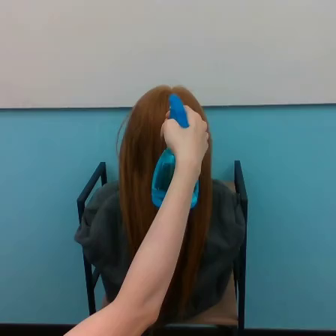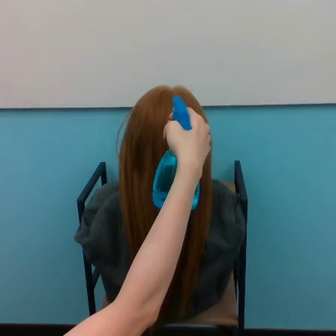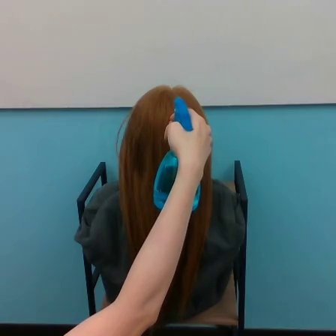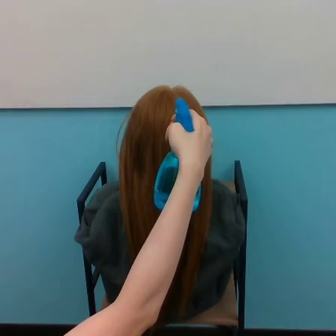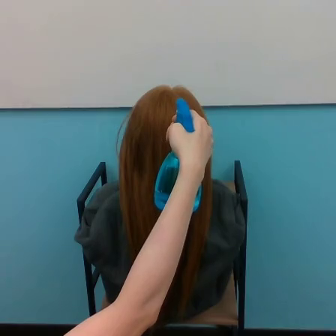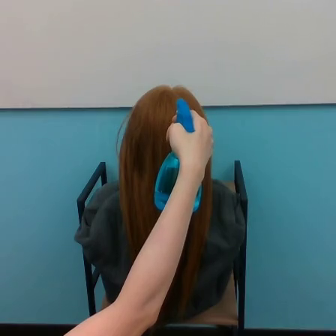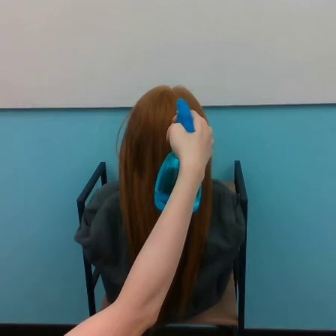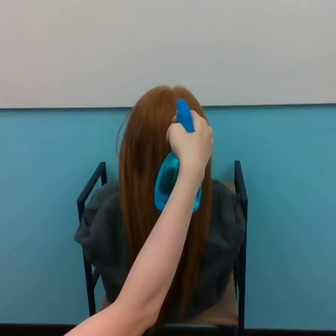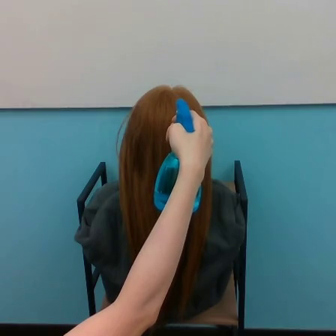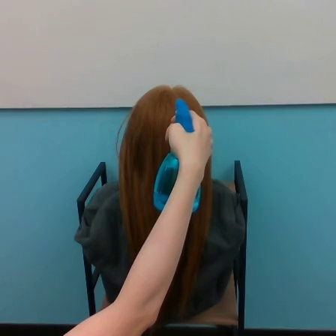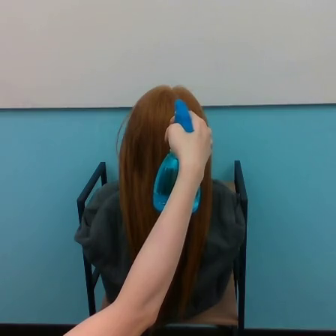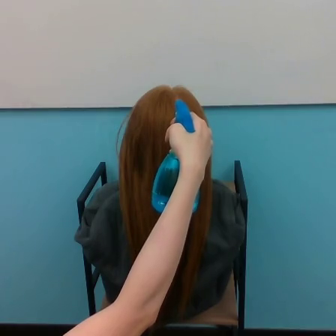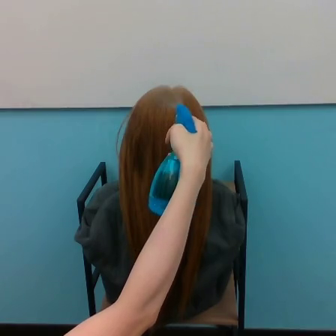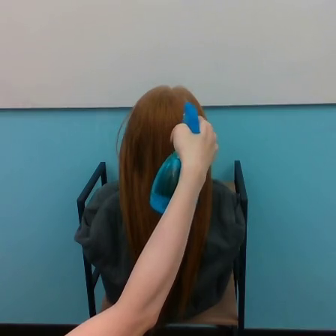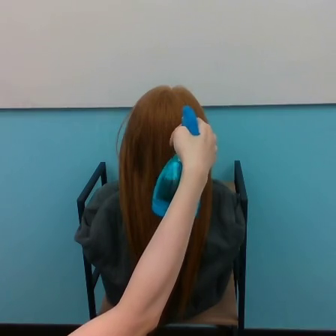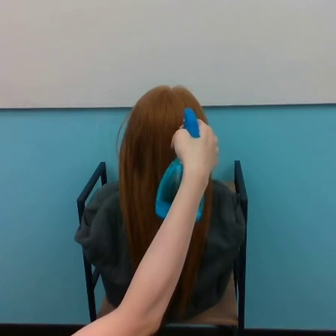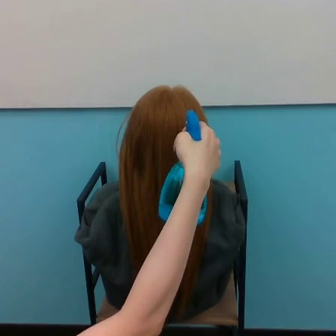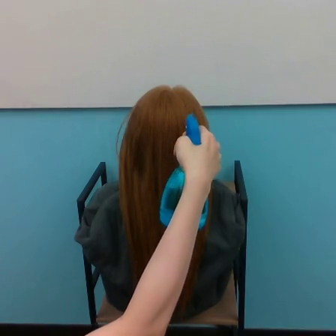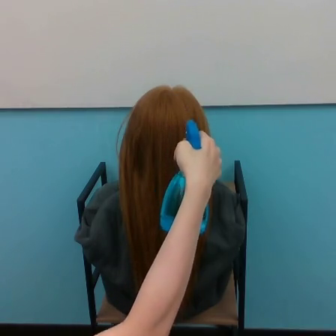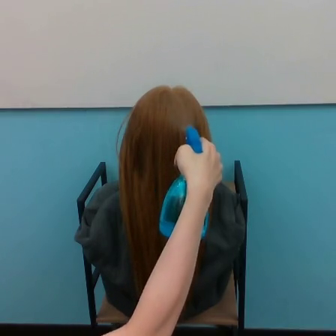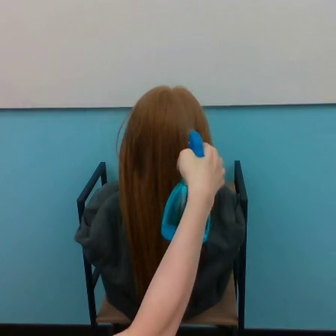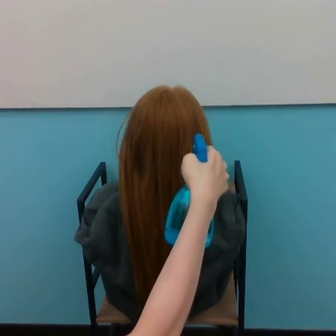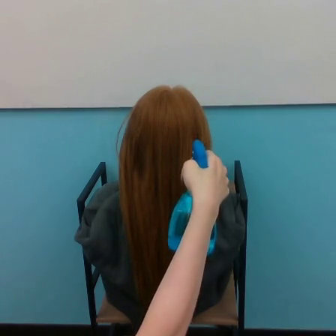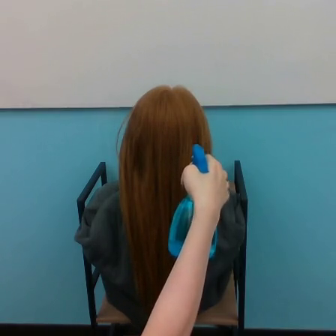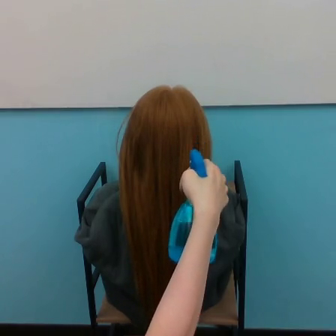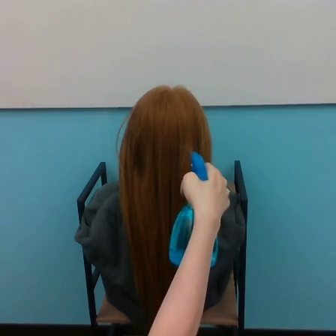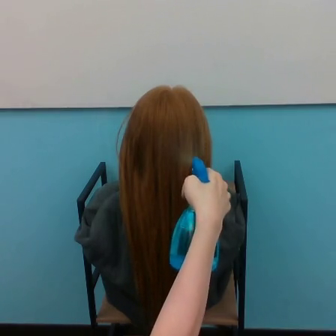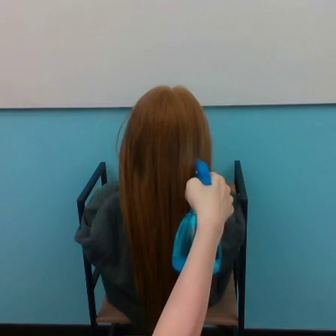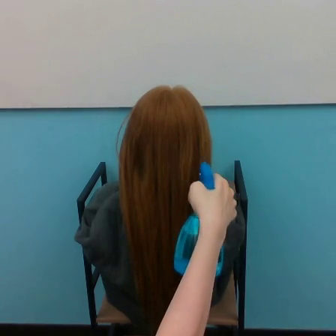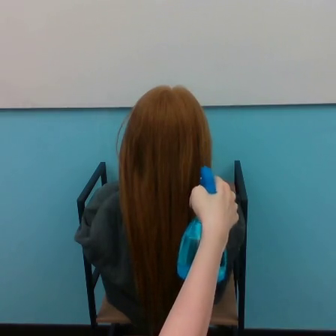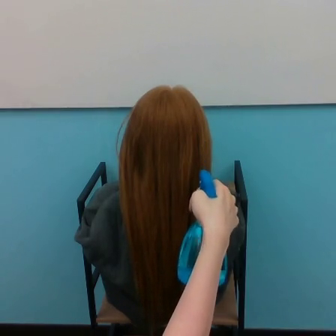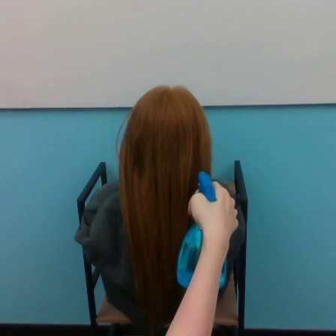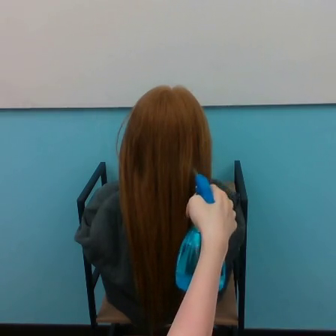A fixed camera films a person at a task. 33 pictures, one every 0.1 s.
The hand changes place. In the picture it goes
downward.
0.0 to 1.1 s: The hand moves only a little.
1.1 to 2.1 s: The hand goes downward and to the right.
2.1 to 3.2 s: The hand goes downward.
Task: spray water on hair.
